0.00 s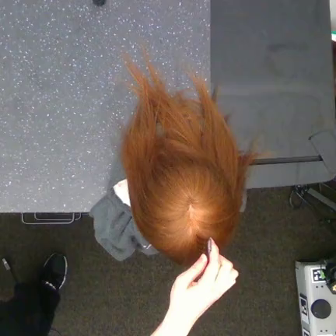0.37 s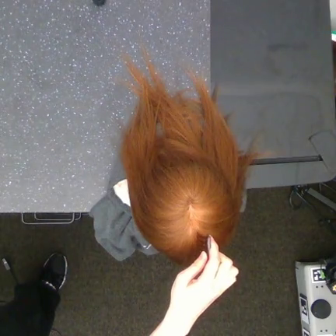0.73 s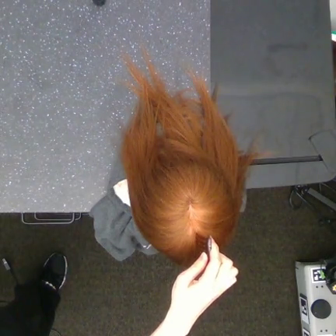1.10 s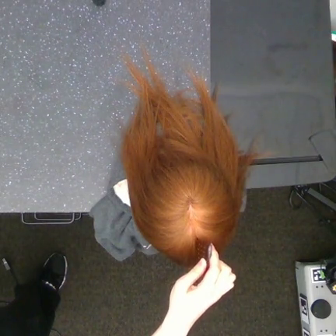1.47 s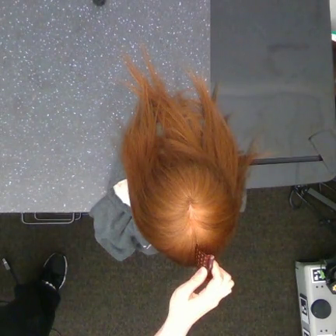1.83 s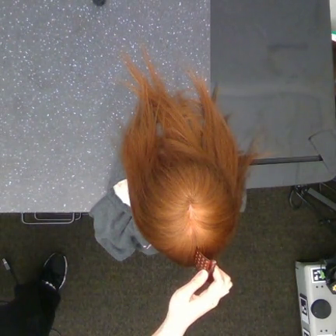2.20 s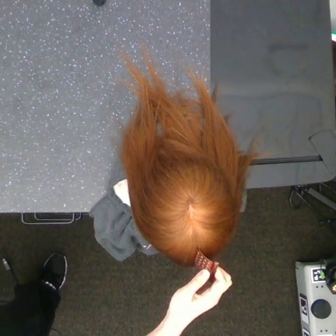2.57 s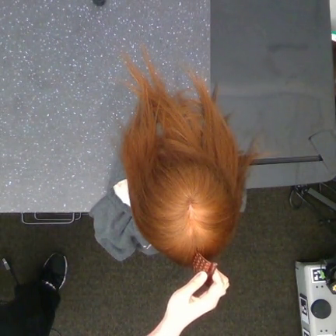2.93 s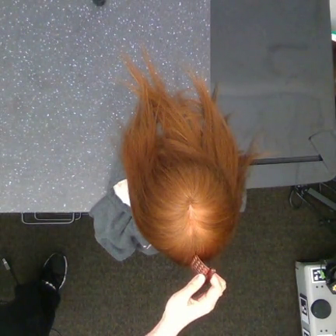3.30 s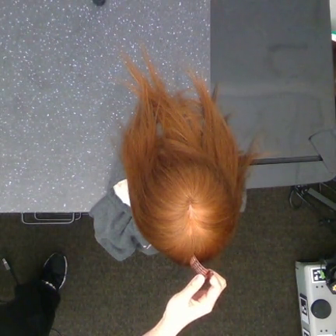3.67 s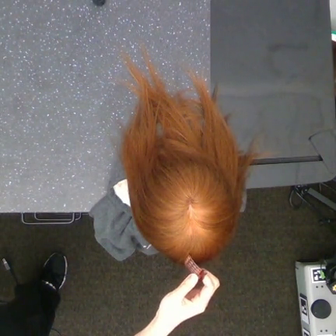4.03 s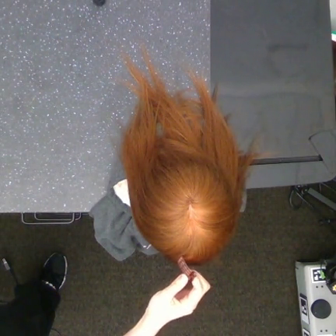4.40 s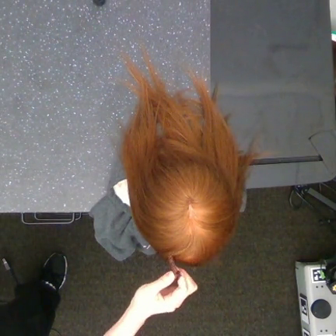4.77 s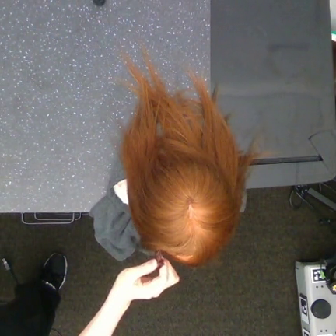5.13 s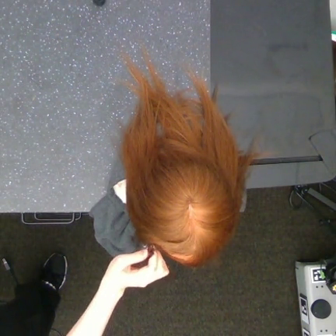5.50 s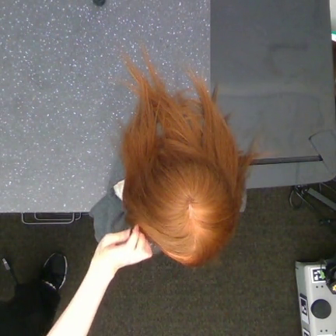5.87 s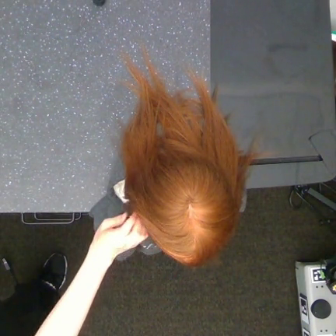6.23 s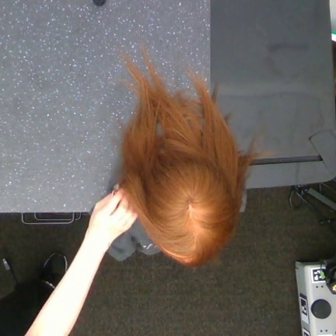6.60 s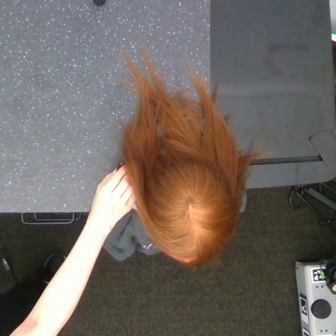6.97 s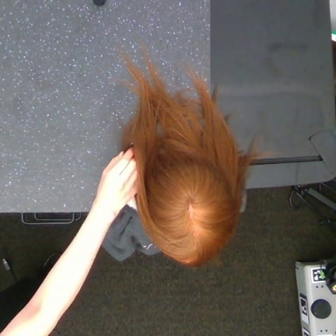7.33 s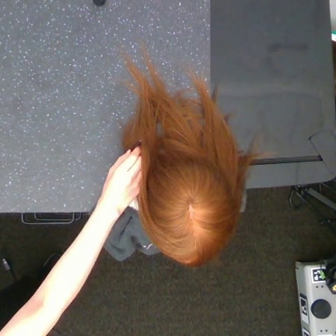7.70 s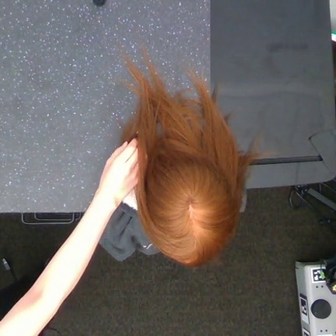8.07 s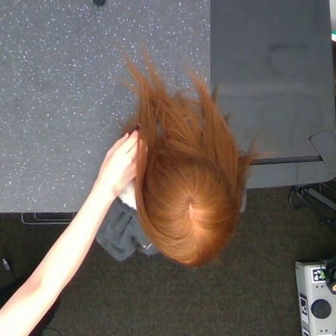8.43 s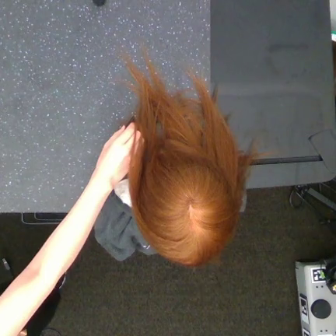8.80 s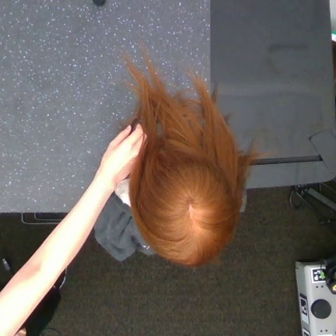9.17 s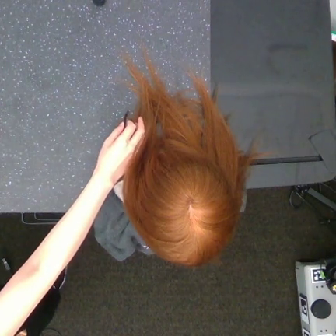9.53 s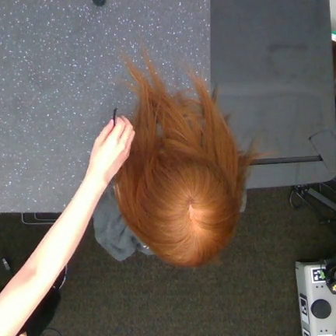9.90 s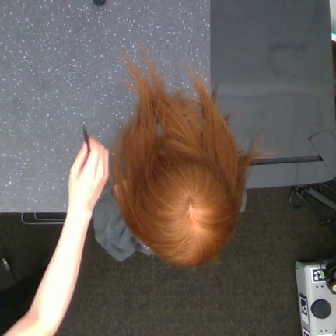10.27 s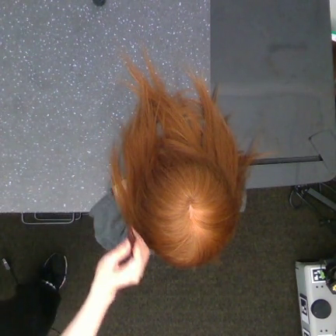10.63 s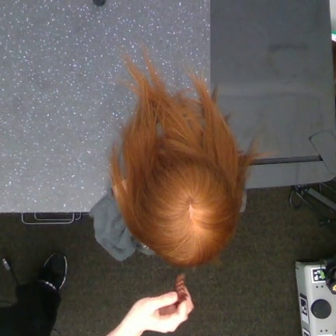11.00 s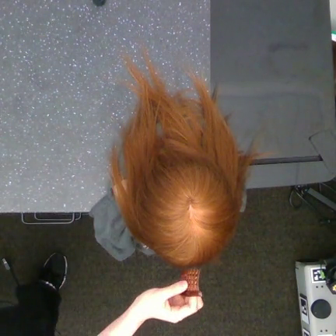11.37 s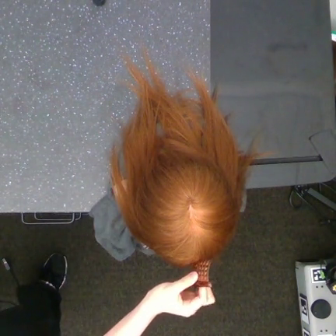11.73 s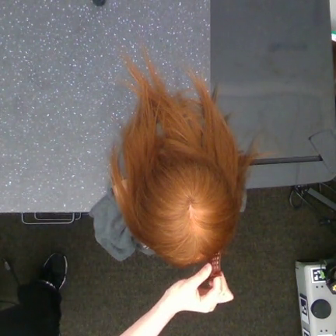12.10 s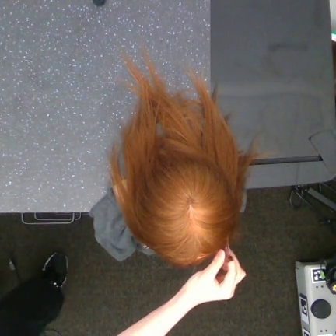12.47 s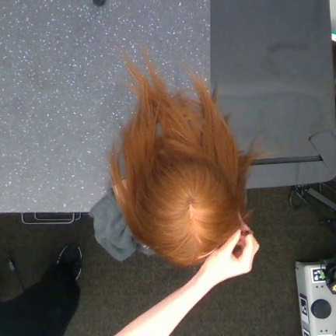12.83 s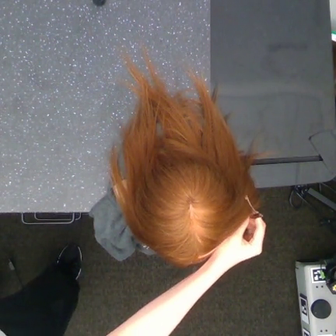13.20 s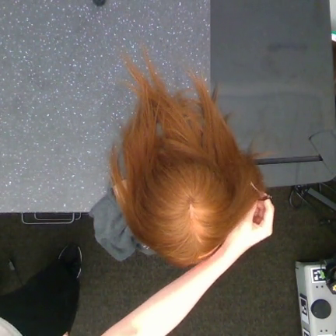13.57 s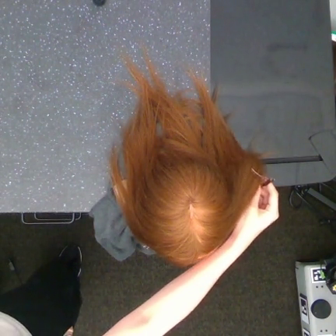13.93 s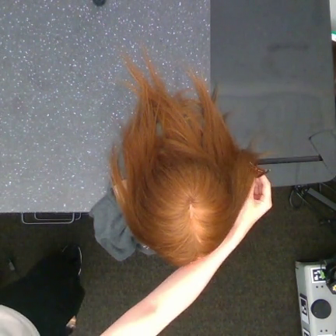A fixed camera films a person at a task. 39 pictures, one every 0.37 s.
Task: tidy front hair.
Motion: move upward and to the left, move downward and to the right, then move upward and to the right.
0.00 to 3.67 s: The hand goes to the left and downward.
3.67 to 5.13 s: The hand goes to the left and upward.
5.13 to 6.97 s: The hand goes upward.
6.97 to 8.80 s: The hand goes upward.
8.80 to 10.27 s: The hand goes downward, on a counterclockwise arc.
10.27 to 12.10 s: The hand goes to the right.
12.10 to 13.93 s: The hand goes upward and to the right.
